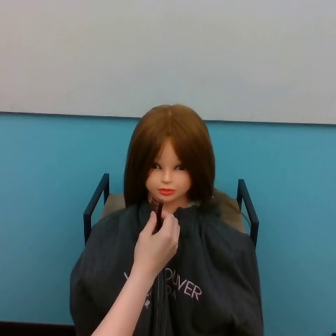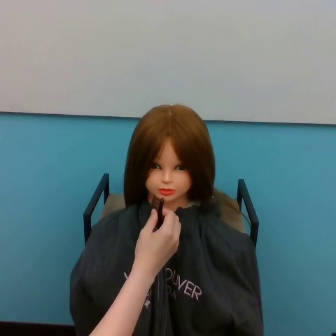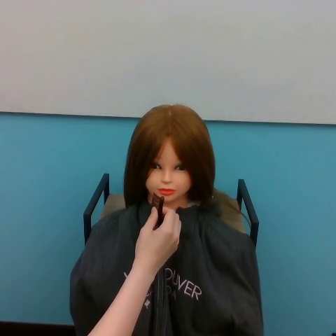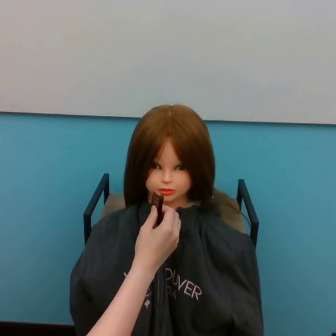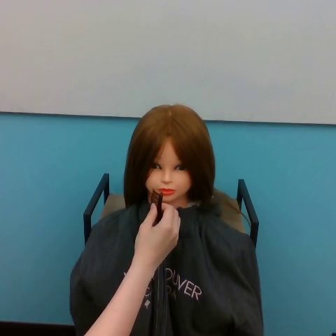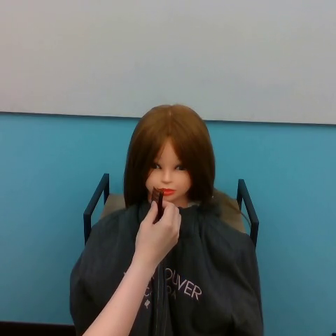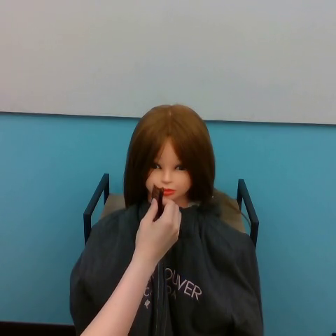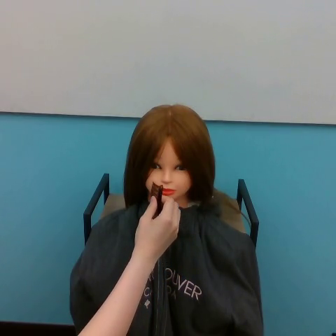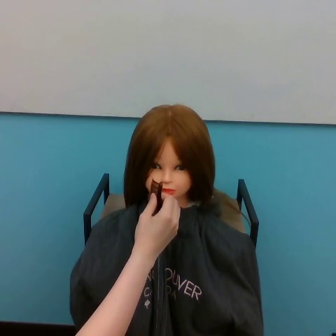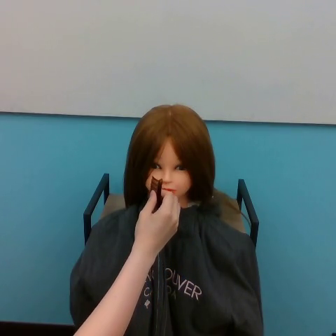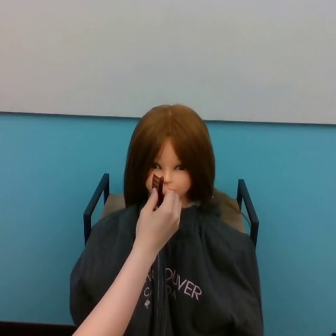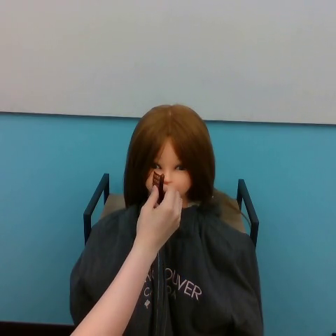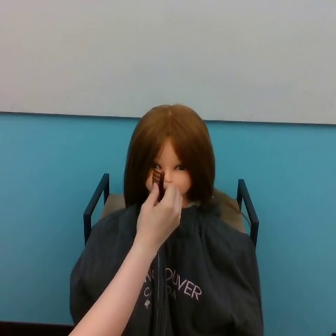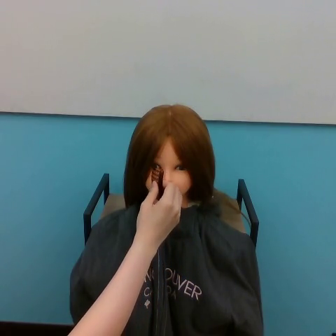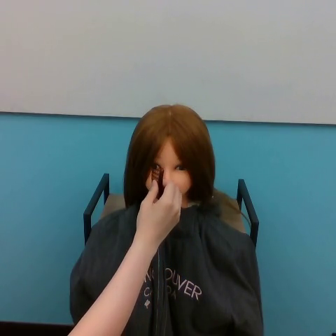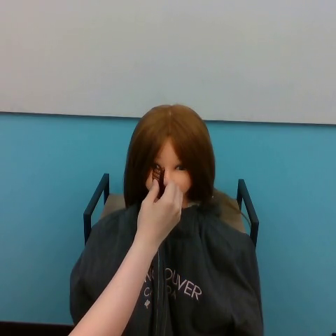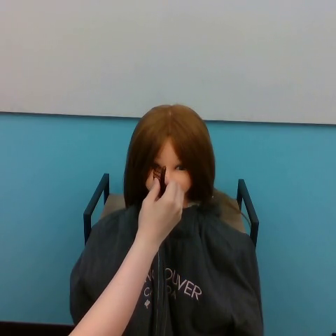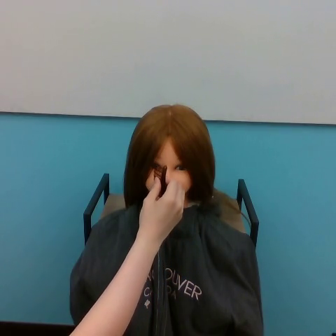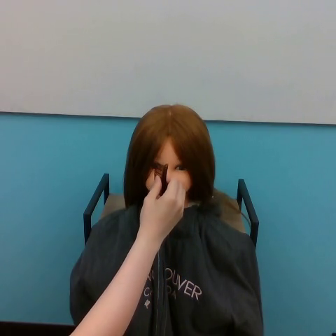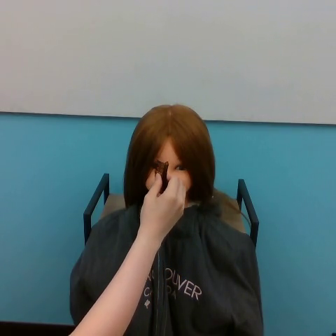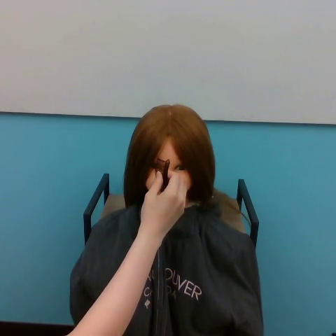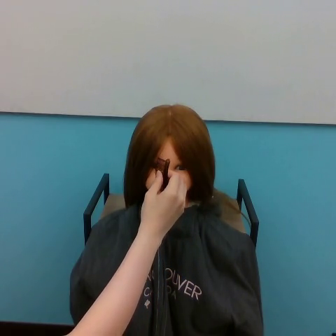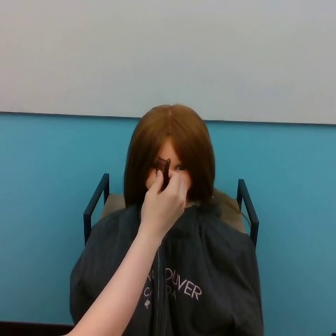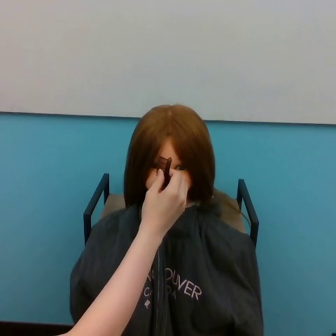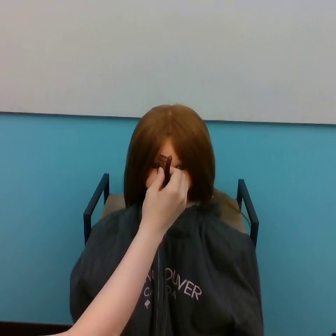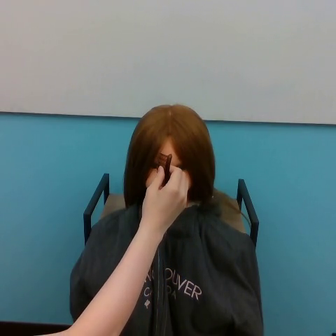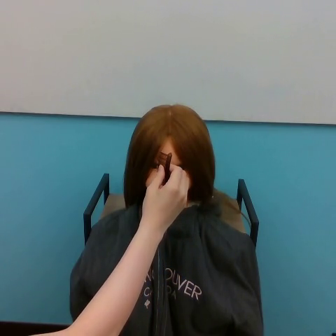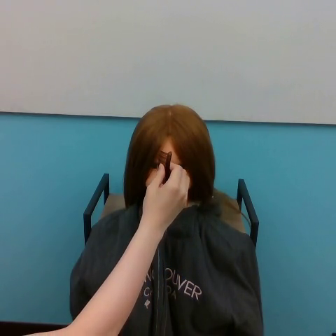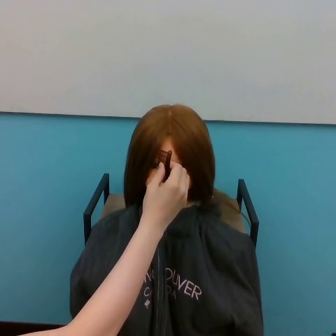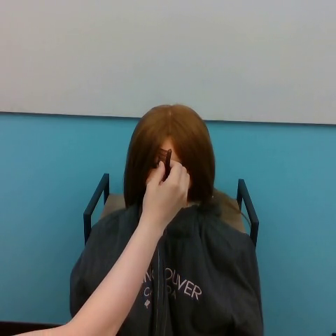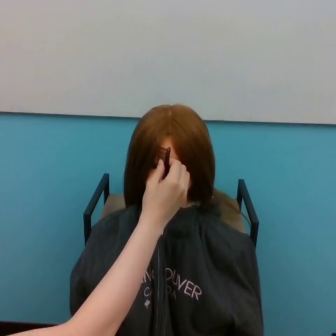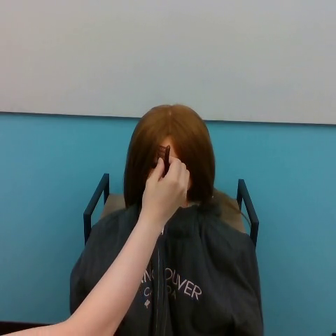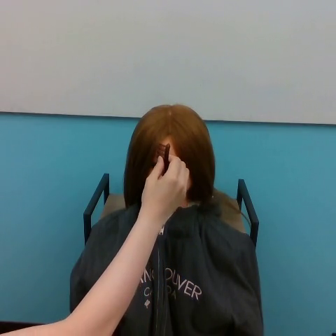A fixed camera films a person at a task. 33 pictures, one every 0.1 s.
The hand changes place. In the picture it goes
upward.
0.0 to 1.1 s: The hand goes upward.
1.1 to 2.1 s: The hand goes upward.
2.1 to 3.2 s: The hand moves only a little.
Task: part hair.
